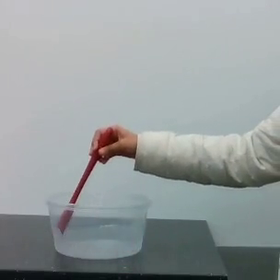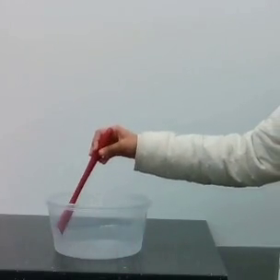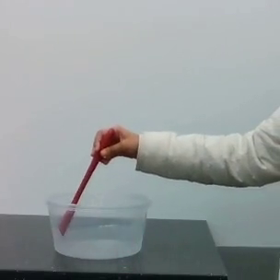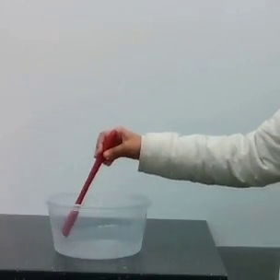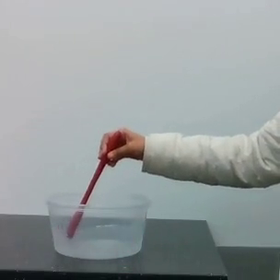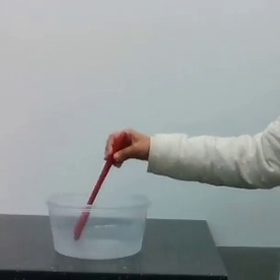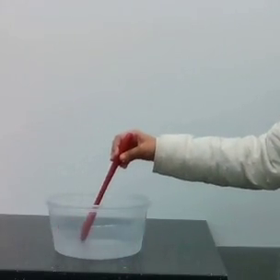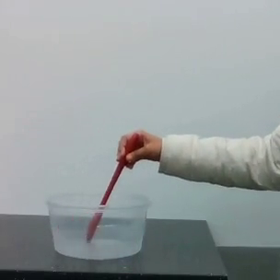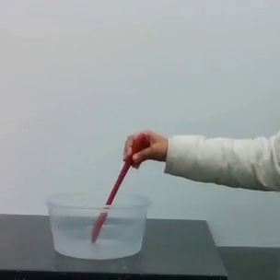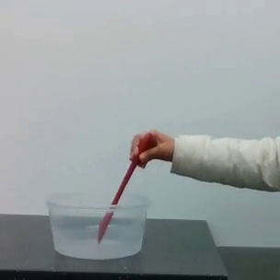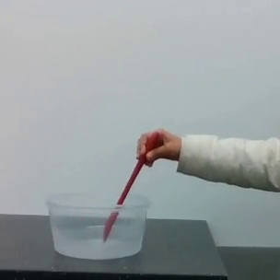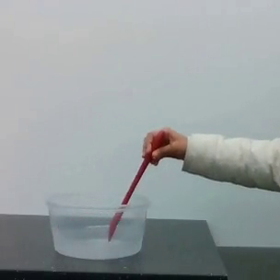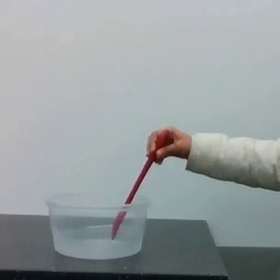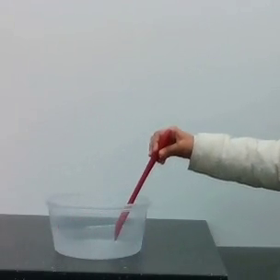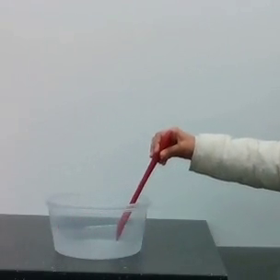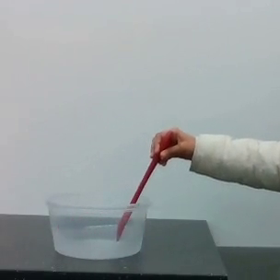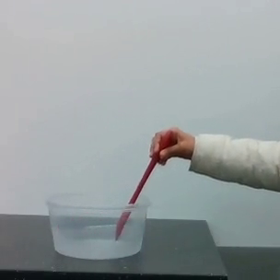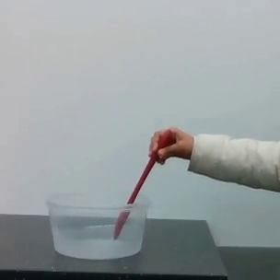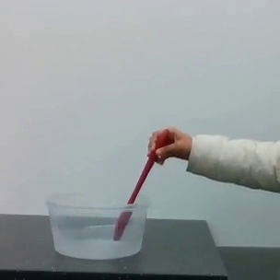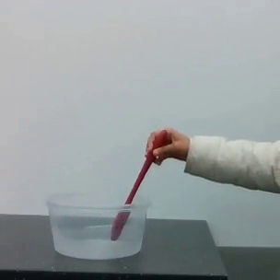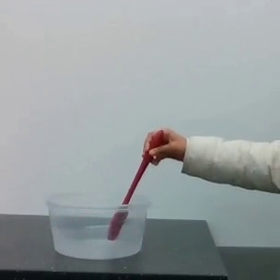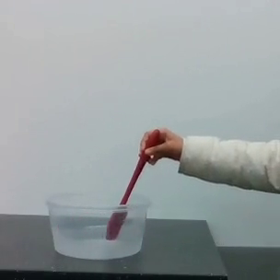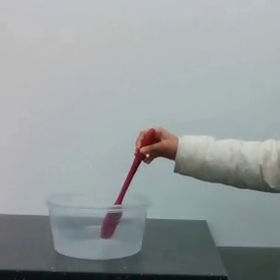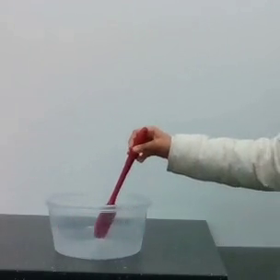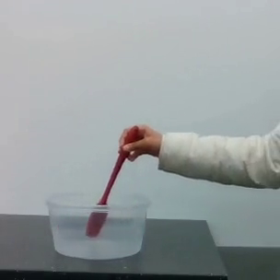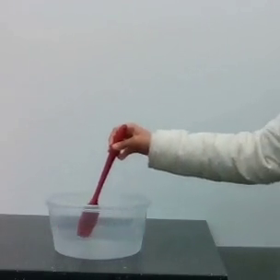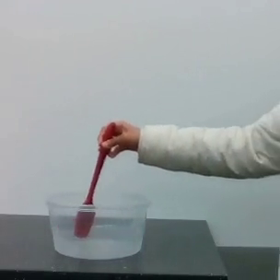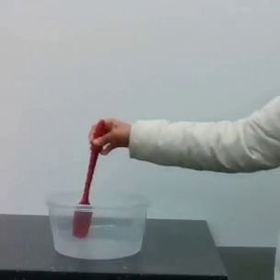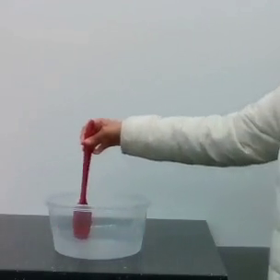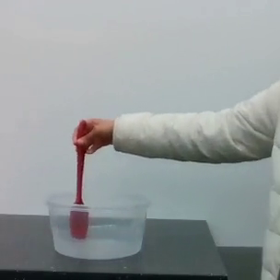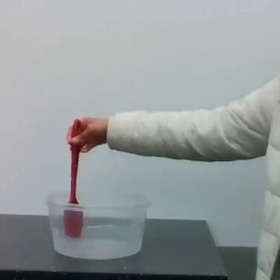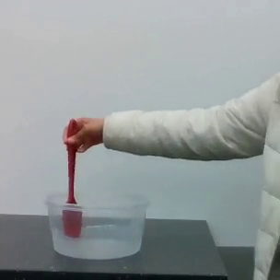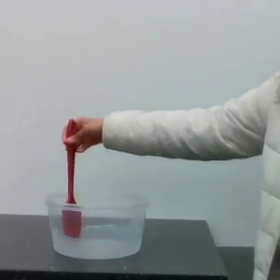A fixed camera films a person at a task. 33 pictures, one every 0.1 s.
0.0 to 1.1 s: The hand goes to the right.
1.1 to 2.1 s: The hand moves only a little.
2.1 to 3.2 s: The hand goes to the left.
Task: stir.
